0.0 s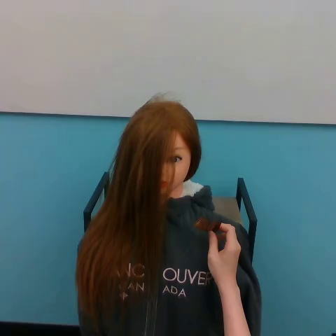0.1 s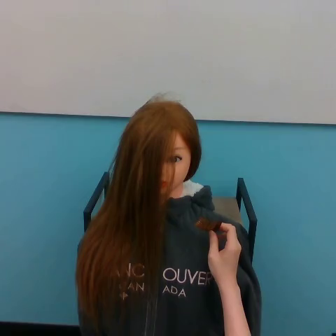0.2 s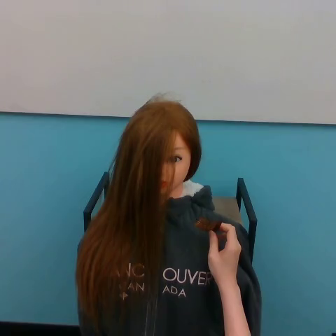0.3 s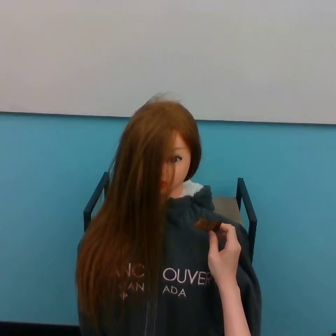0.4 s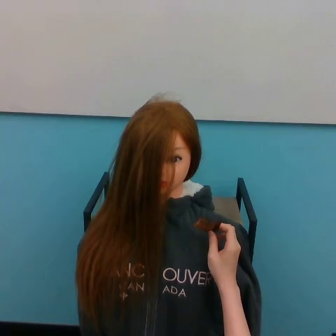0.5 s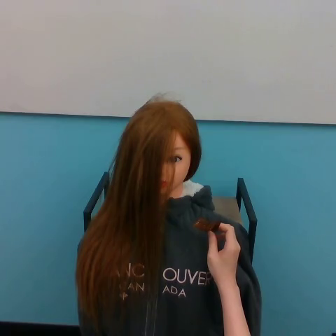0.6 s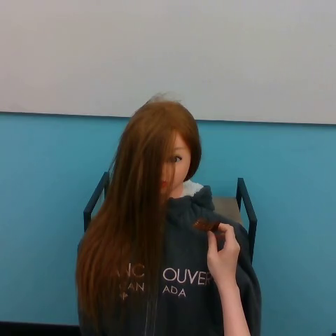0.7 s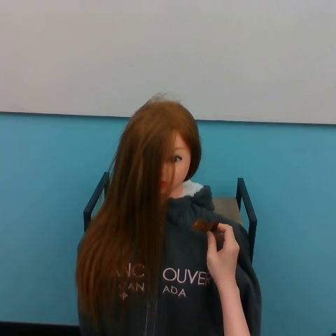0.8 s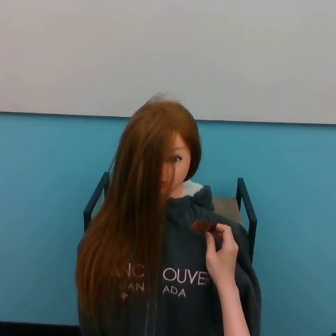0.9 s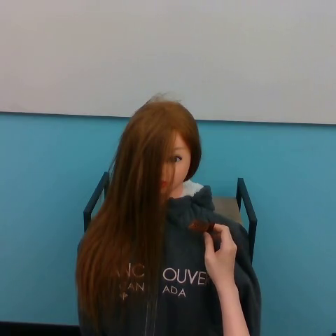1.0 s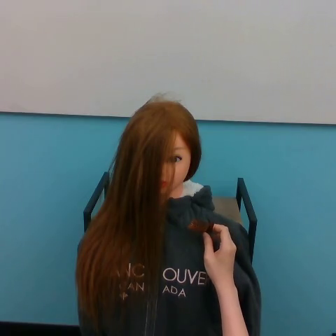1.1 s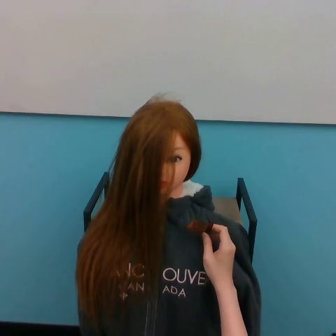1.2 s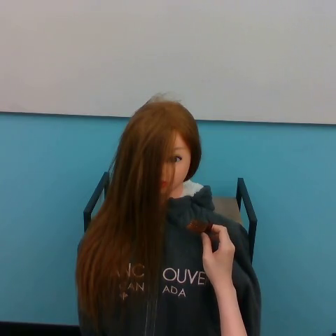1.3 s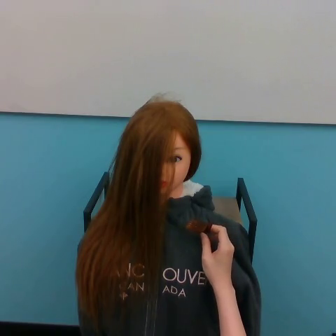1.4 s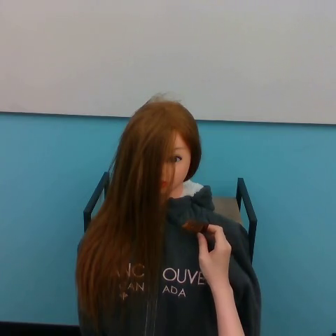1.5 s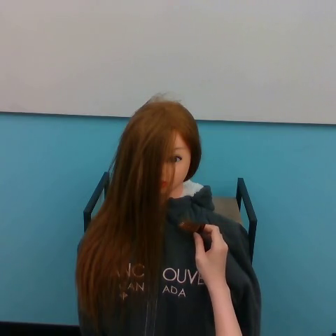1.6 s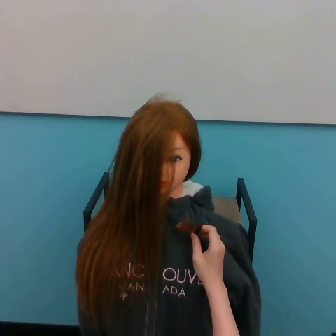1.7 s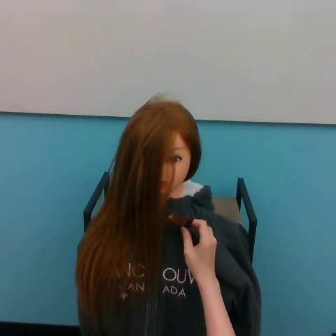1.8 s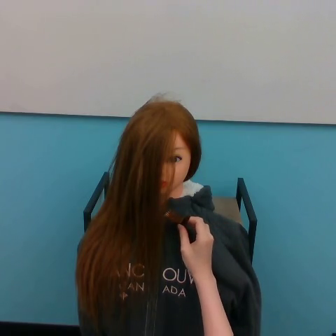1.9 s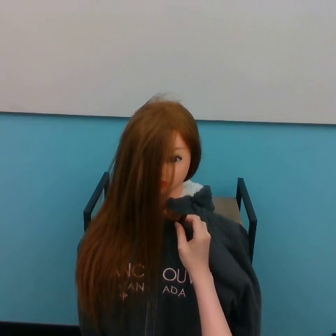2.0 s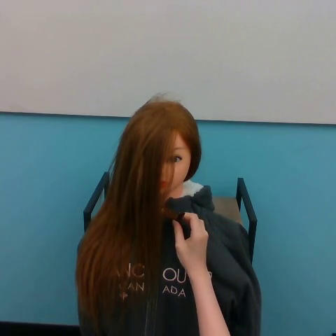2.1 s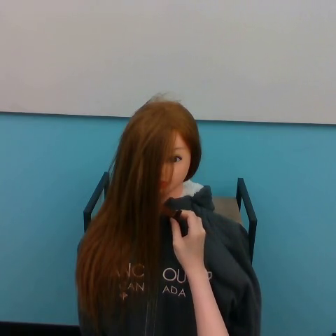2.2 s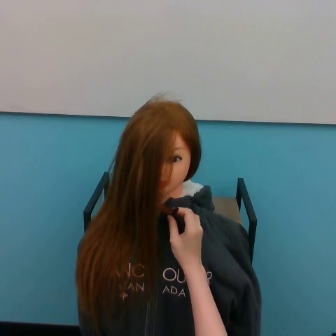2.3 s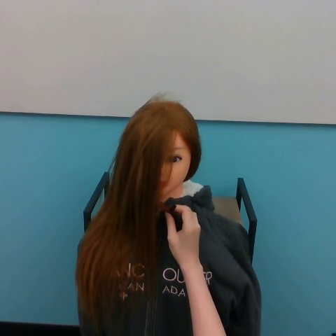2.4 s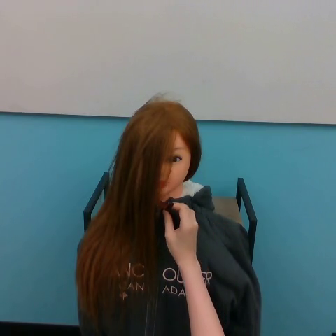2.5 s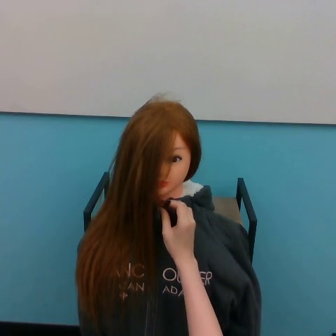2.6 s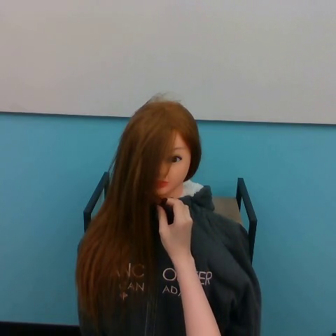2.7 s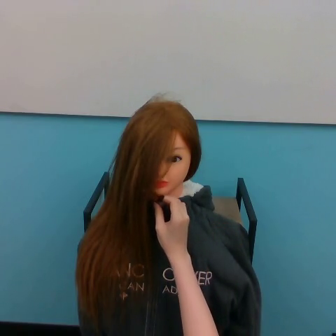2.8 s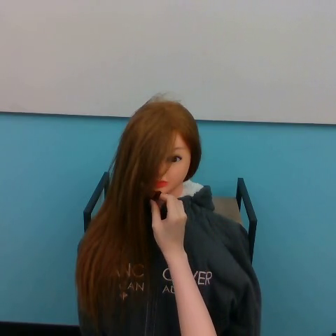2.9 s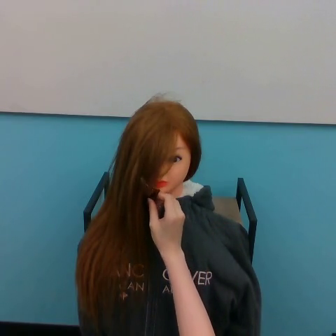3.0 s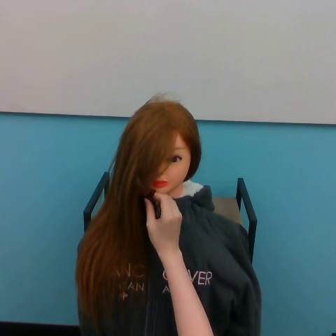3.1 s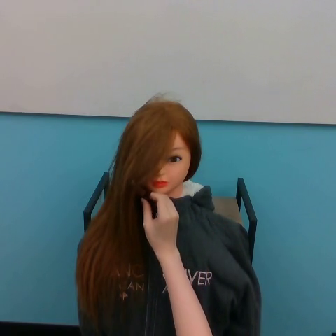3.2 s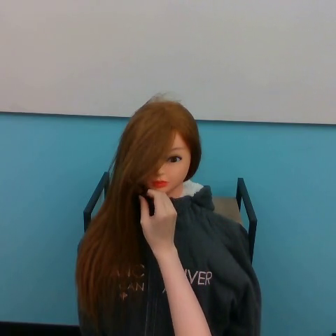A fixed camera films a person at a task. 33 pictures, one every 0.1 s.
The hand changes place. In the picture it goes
to the left.
0.0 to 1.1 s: The hand moves only a little.
1.1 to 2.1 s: The hand goes to the left and upward.
2.1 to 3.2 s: The hand goes to the left and upward.
Task: tidy front hair.
